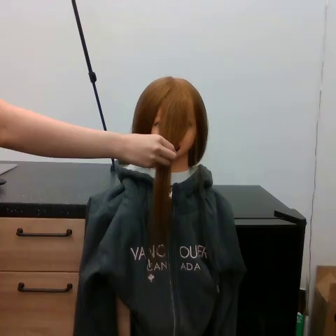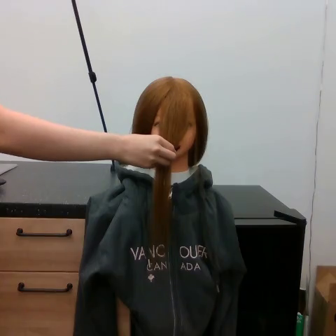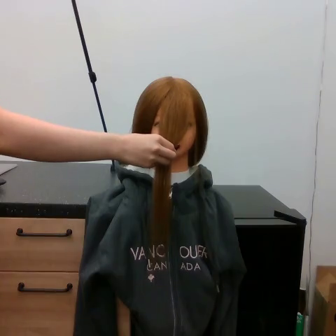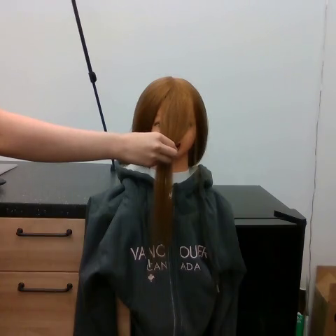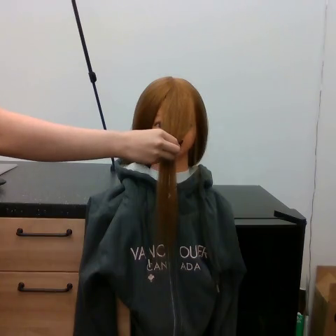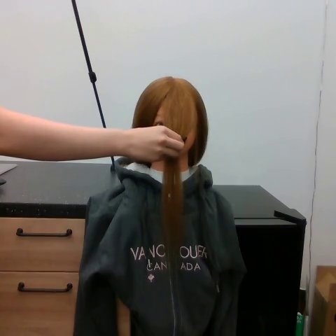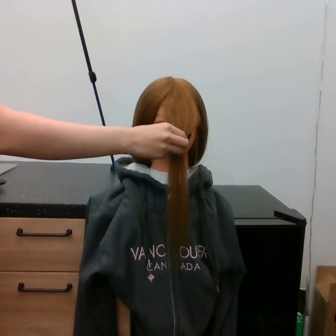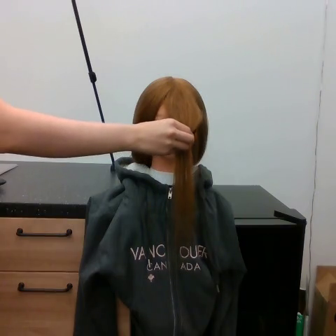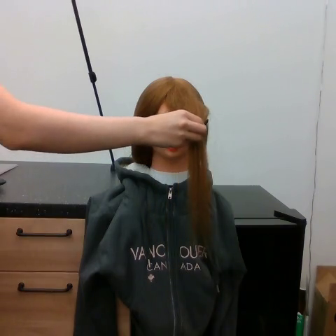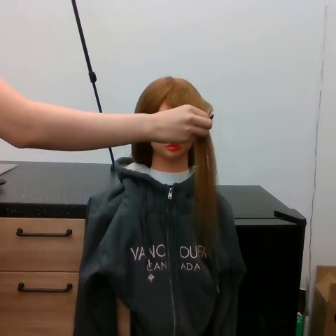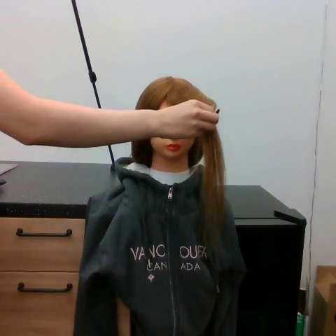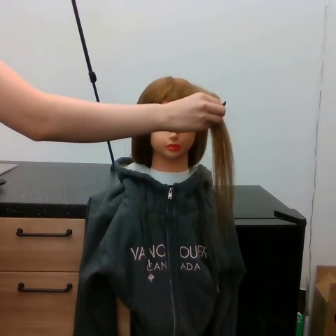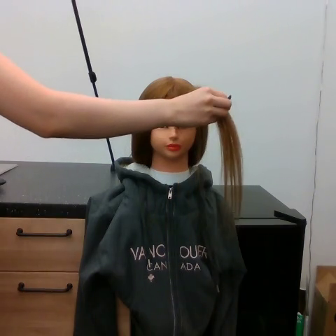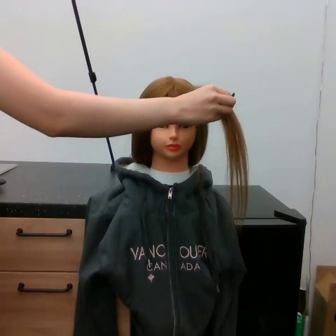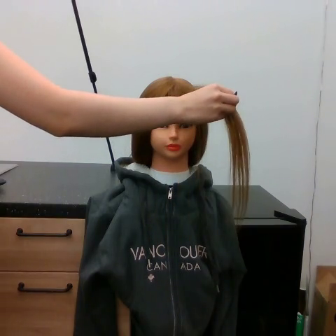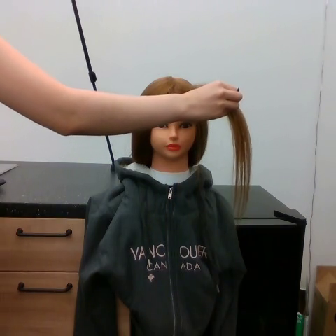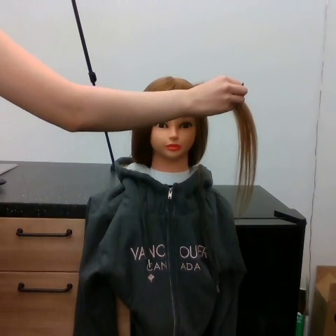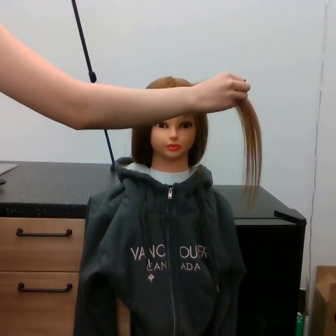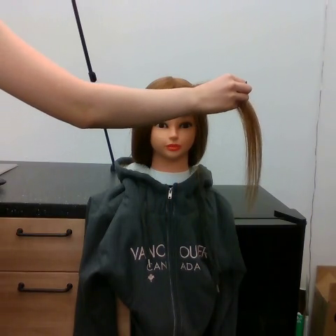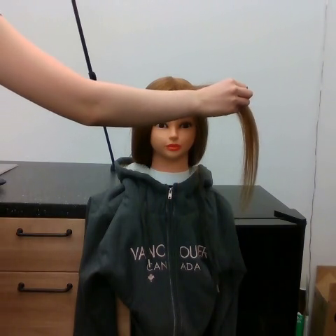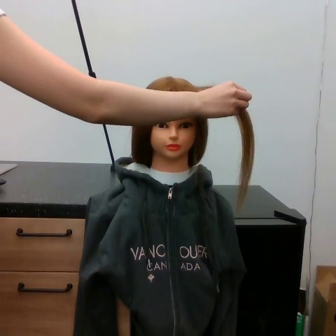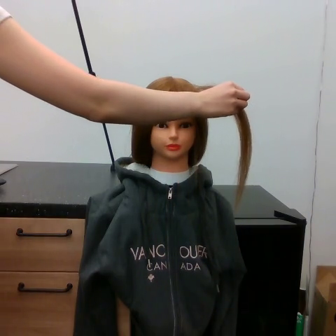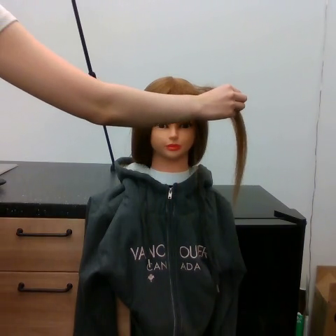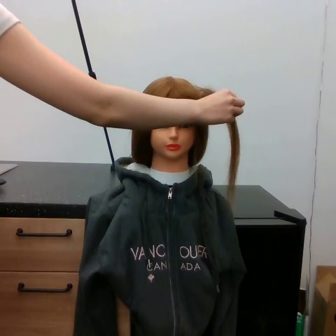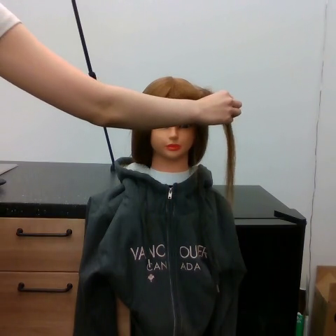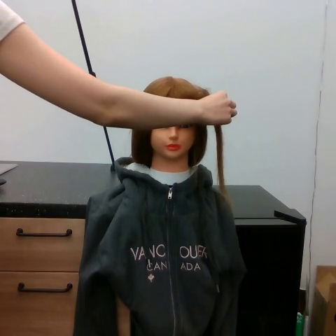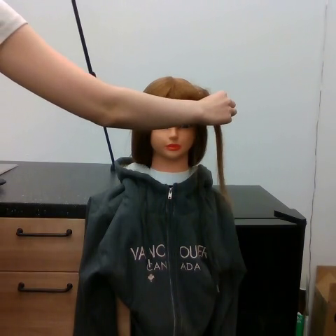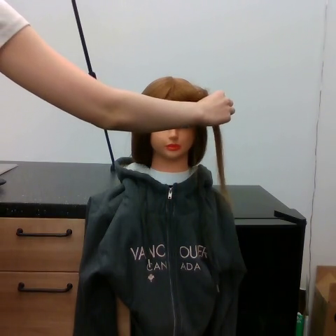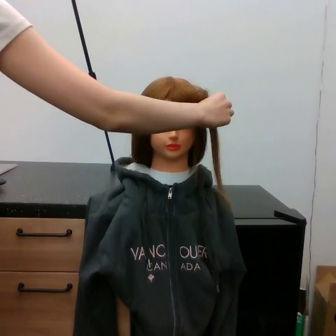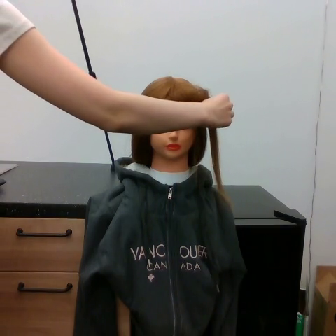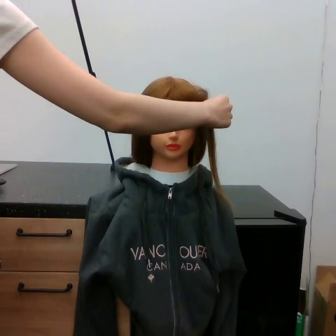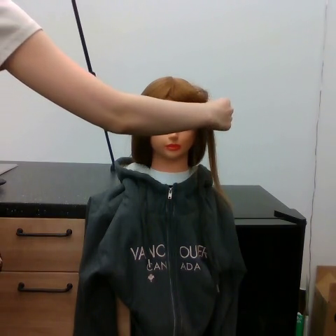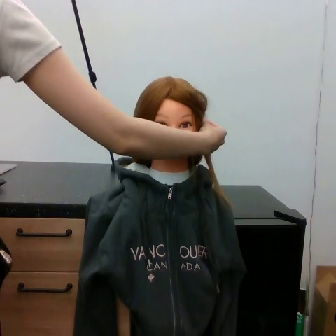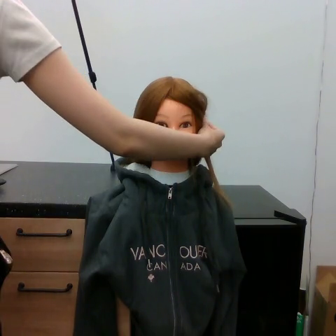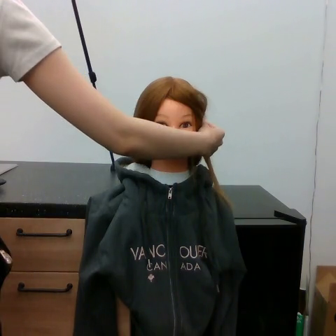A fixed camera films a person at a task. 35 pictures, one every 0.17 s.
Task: tidy front hair.
Motion: move upward and to the right, then move downward and to the left.
0.00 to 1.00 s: The hand moves only a little.
1.00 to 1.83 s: The hand goes to the right and upward.
1.83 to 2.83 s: The hand goes to the right and upward.
2.83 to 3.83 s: The hand goes downward.
3.83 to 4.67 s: The hand moves only a little.
4.67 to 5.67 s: The hand goes downward.
